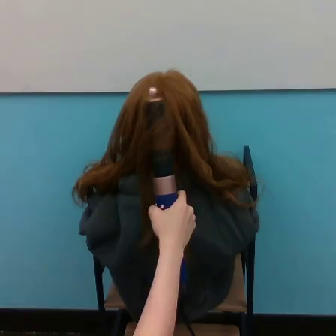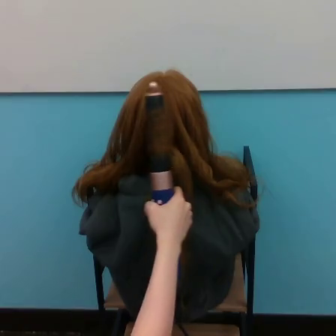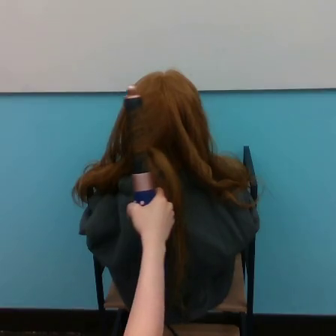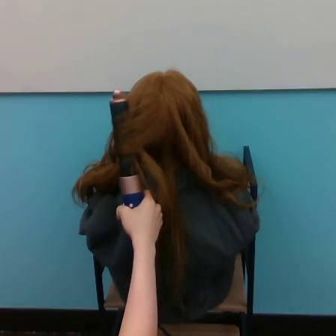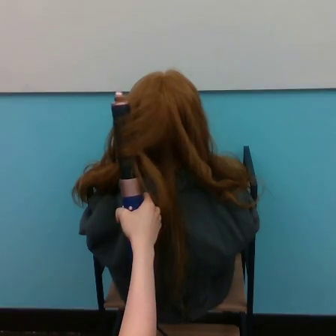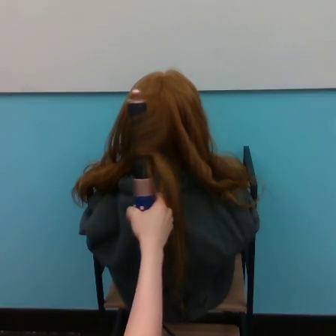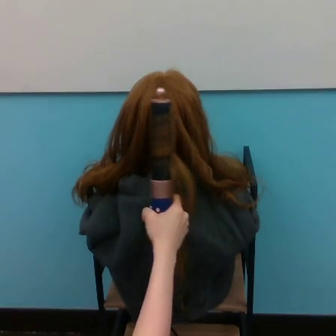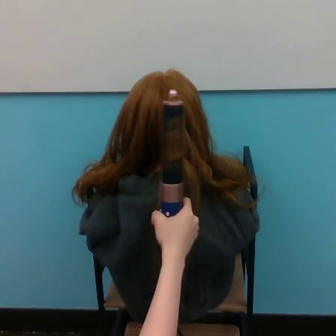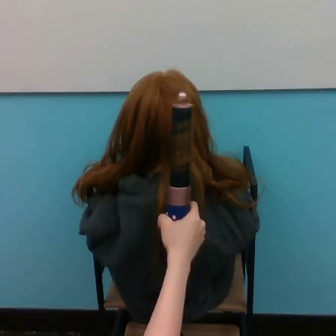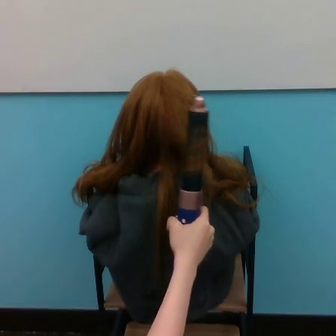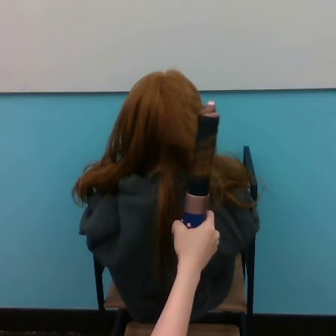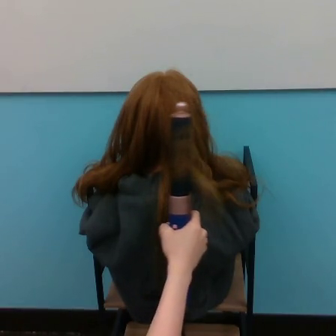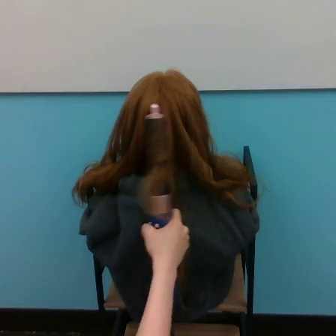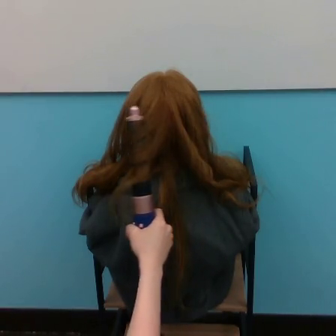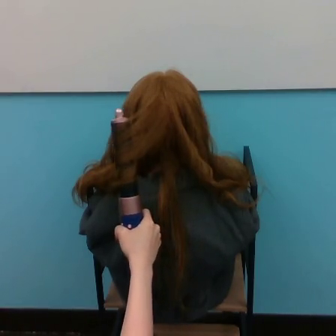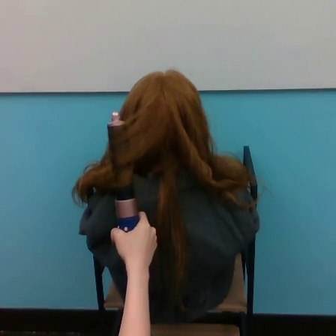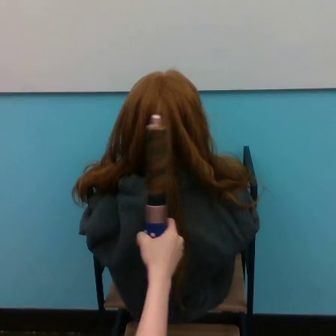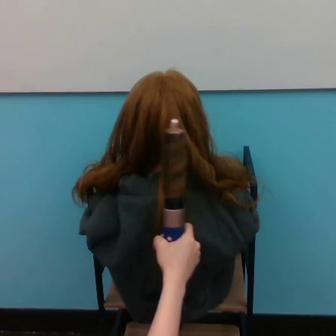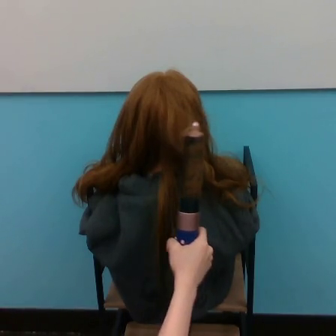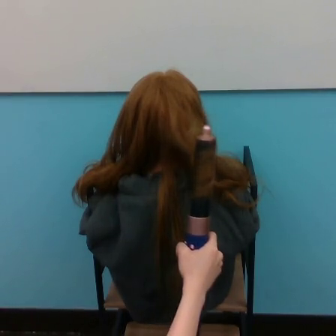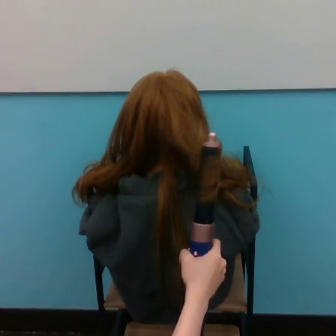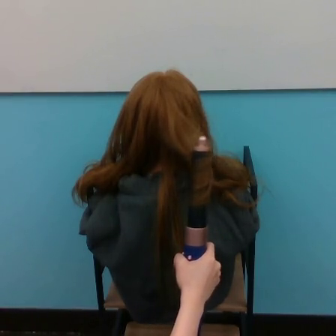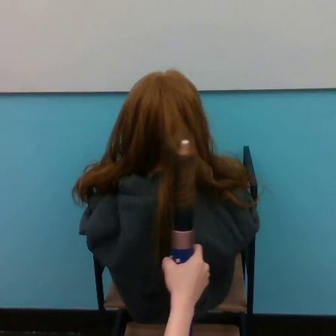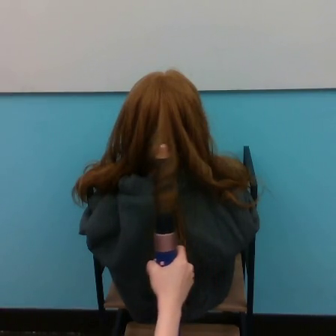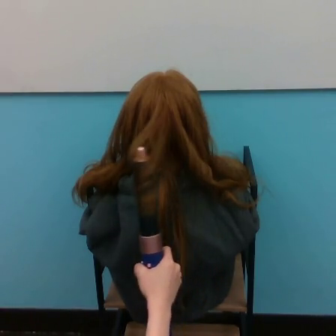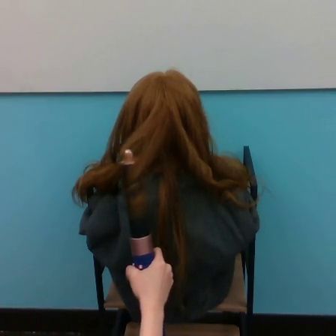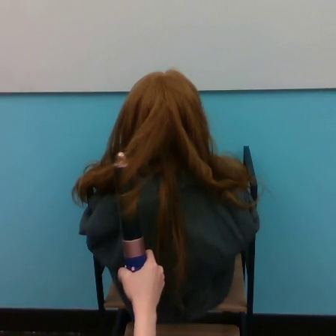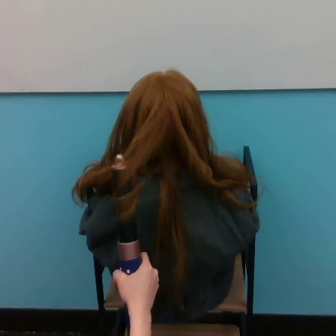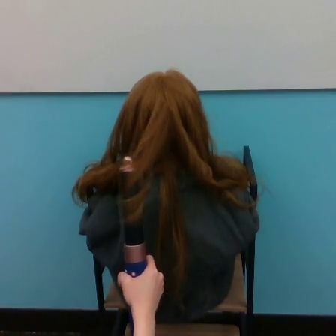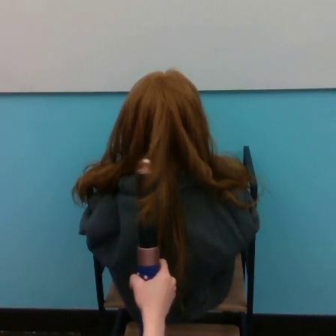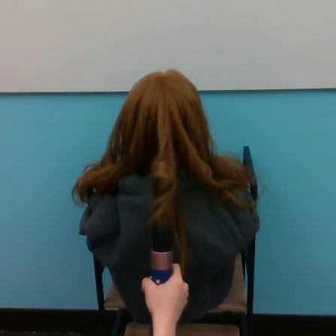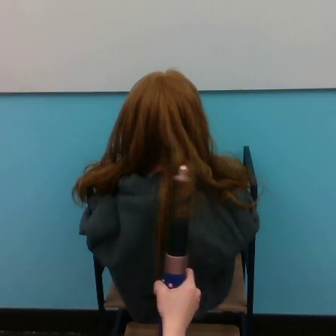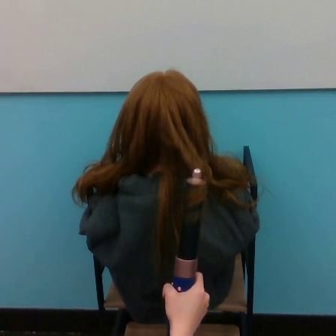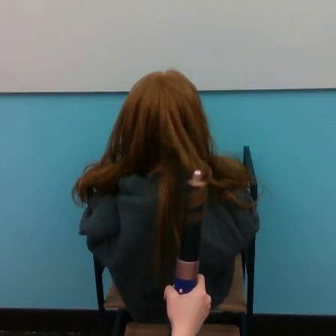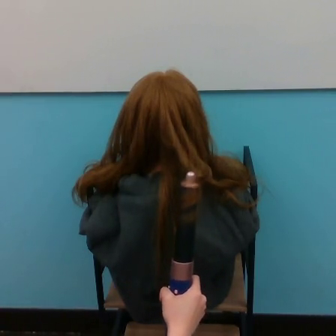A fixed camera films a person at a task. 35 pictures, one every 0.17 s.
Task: curl hair.
Motion: move downward, making horizontal oscillations to the left and to the right.
0.00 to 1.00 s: The hand goes to the left, then to the right.
1.00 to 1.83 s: The hand goes to the right and downward, on a clockwise arc.
1.83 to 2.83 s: The hand goes to the left, then to the right.
2.83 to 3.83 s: The hand goes to the right and downward, then to the left, on a clockwise arc.
3.83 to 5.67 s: The hand stays where it is.
